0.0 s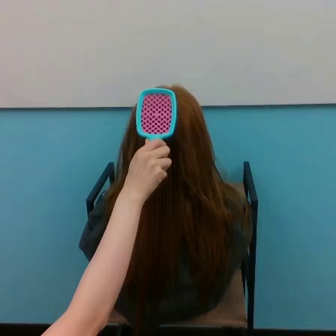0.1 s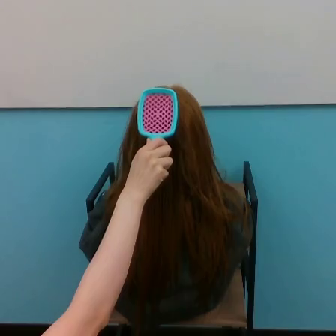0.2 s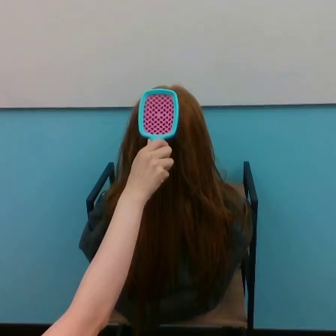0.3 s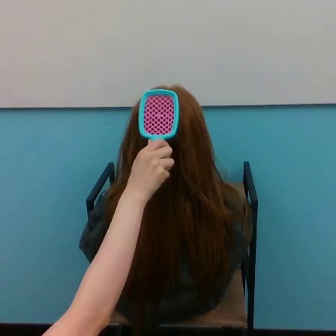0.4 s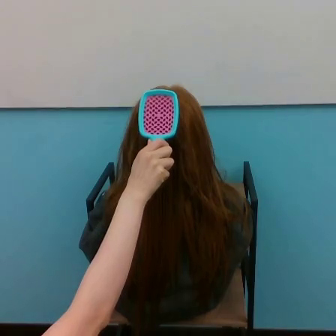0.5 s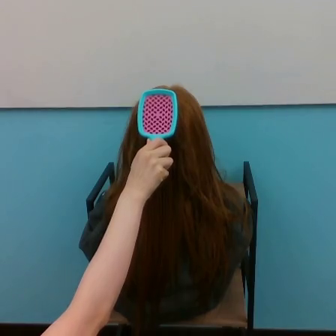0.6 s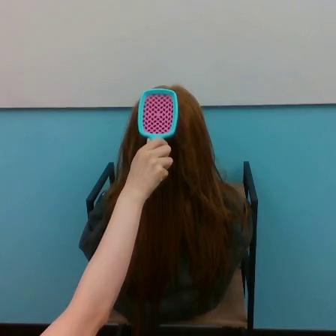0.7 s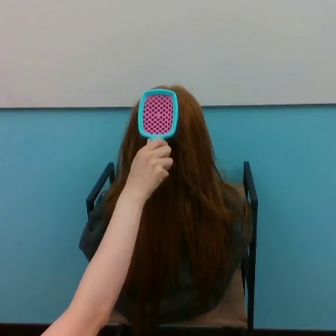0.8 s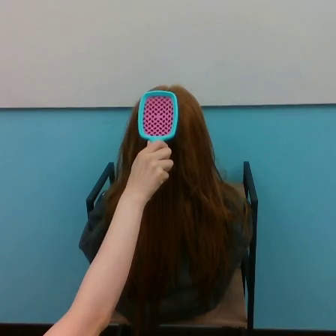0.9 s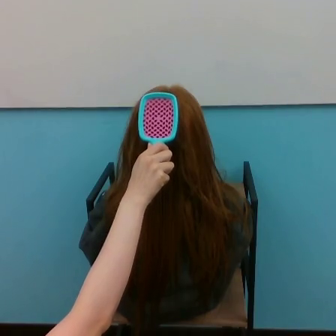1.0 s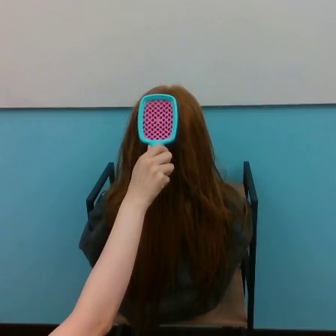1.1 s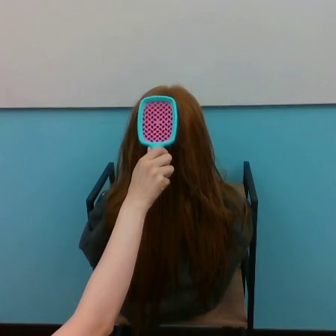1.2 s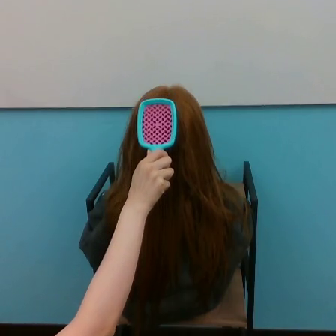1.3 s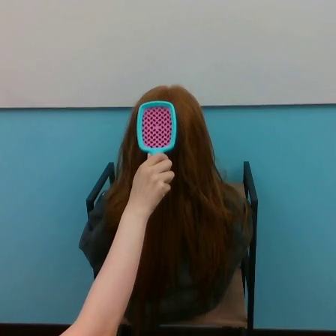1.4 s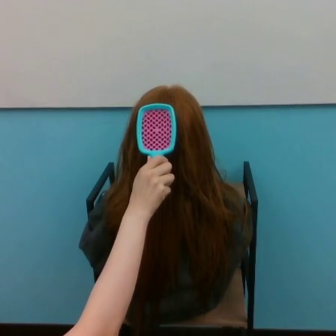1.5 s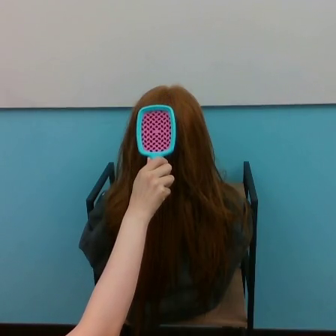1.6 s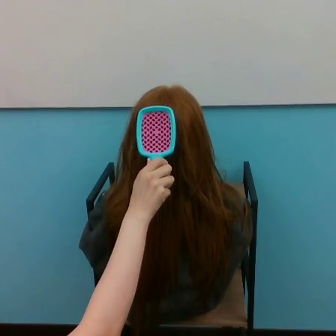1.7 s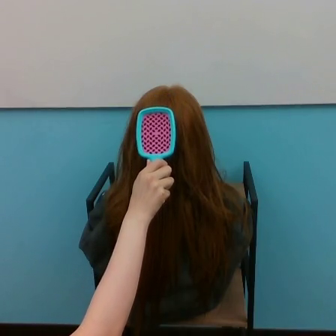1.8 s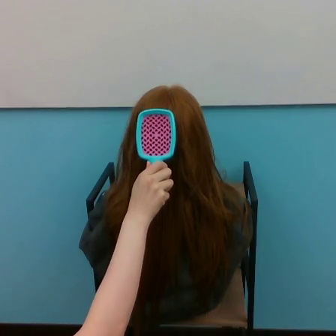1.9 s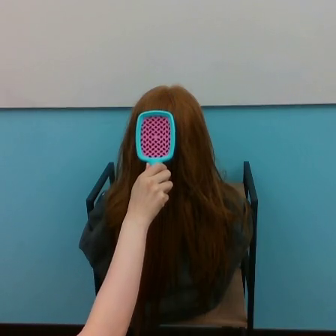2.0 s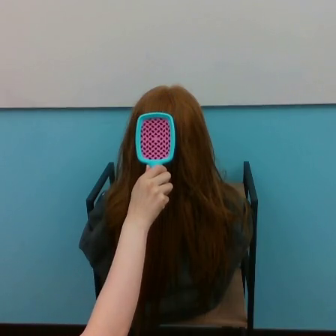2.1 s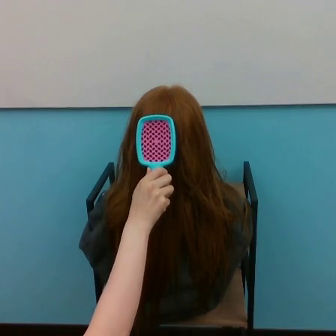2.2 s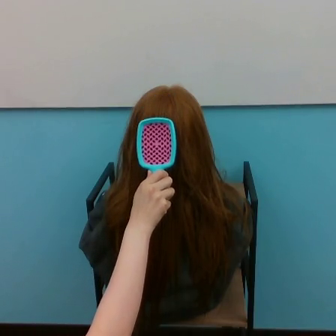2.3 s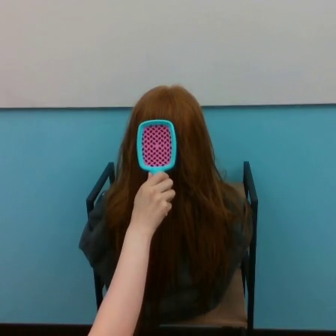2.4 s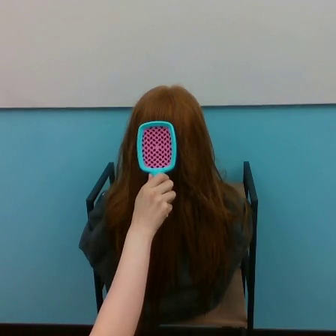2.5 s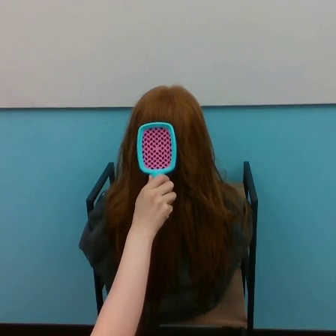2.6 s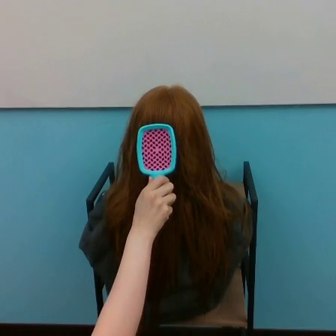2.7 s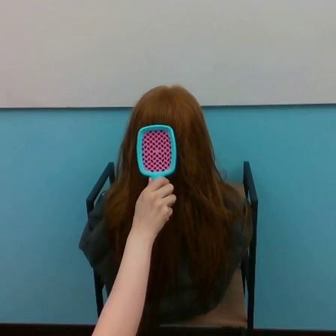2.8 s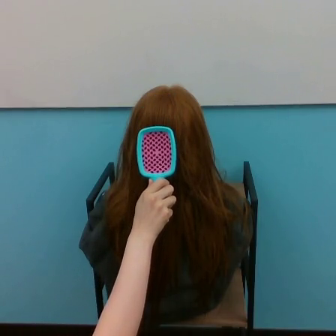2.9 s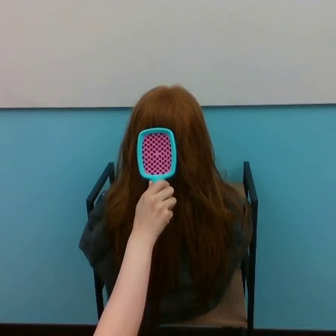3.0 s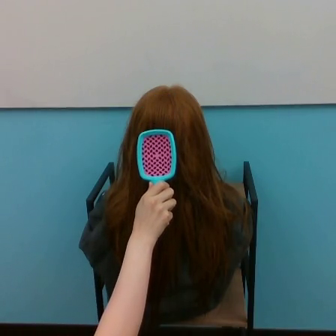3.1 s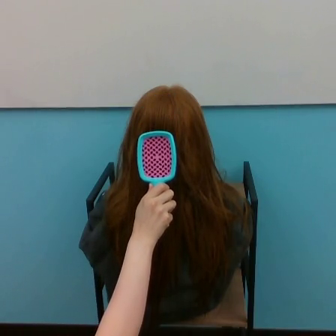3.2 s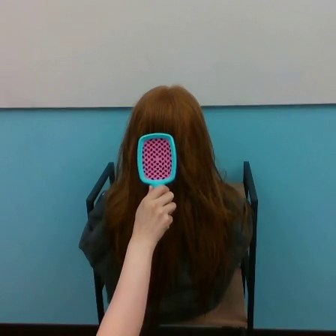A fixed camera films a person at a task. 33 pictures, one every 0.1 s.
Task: brush hair.
0.0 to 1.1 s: The hand moves only a little.
1.1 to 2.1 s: The hand goes downward.
2.1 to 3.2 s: The hand goes downward.
